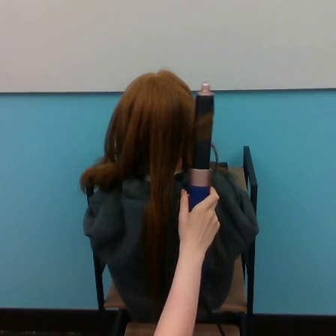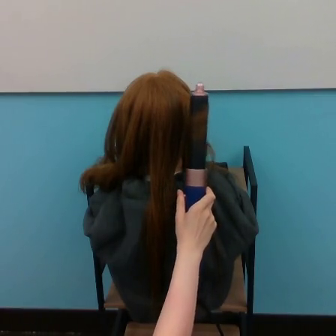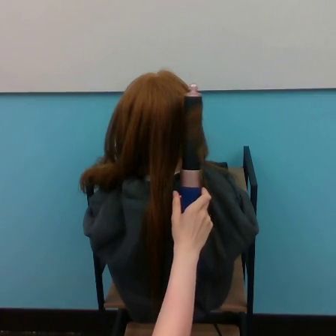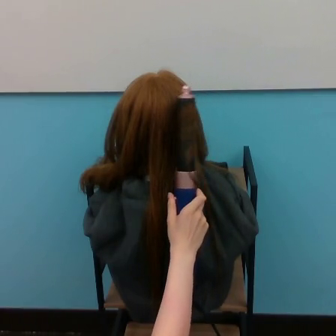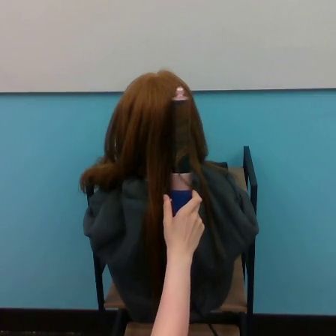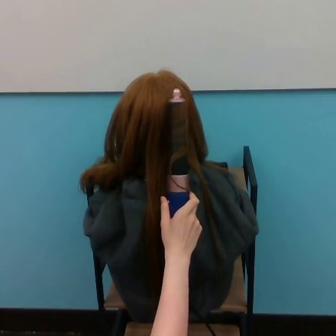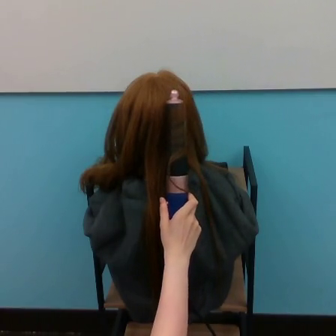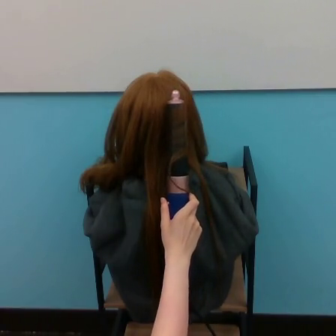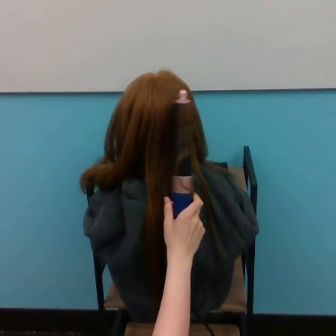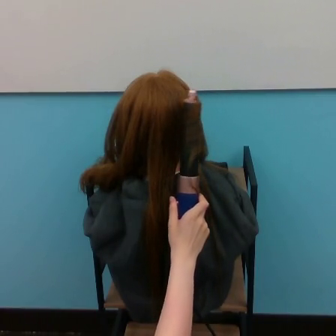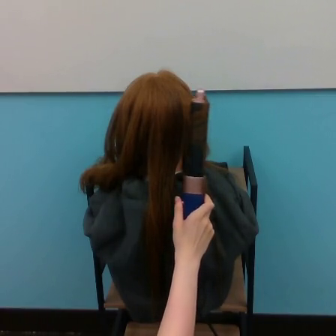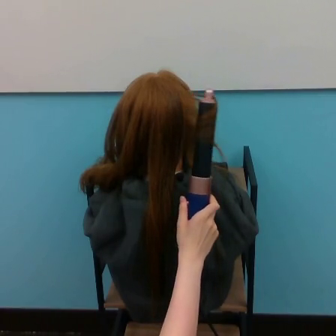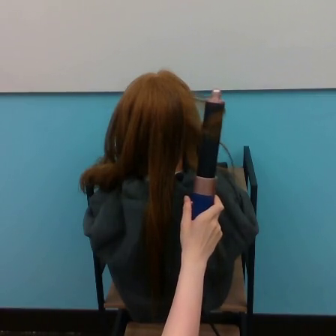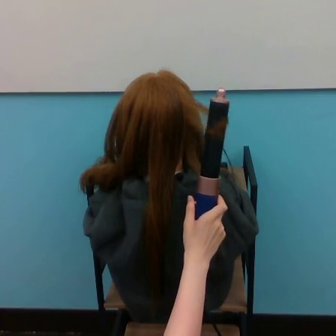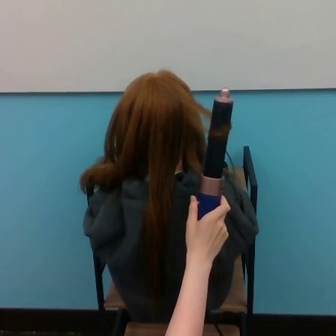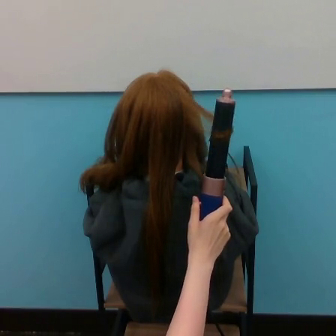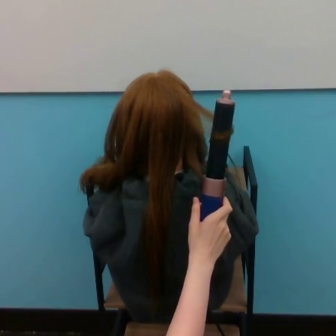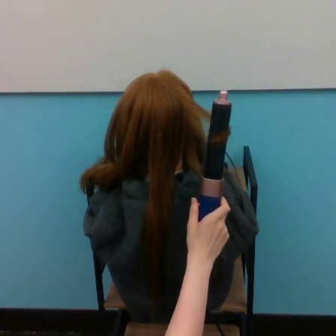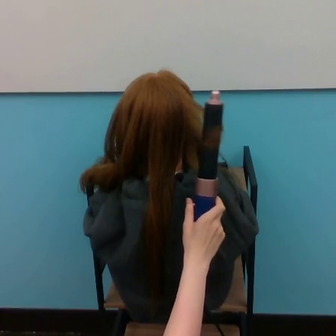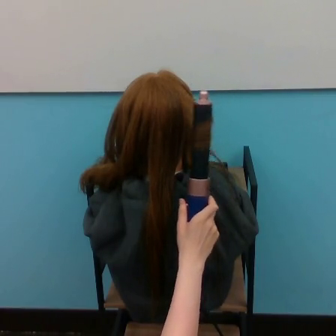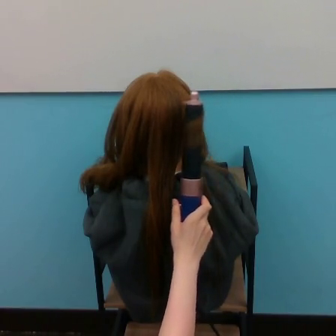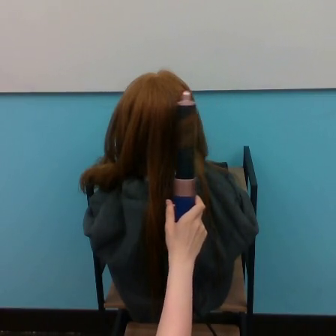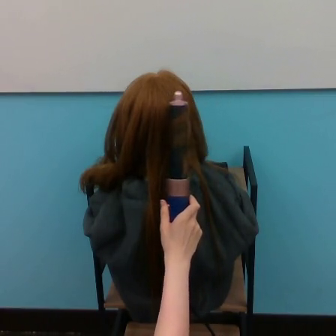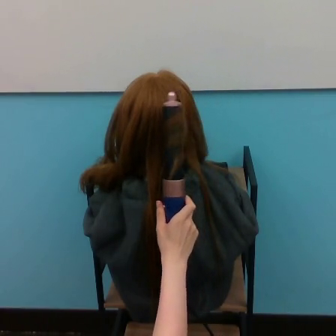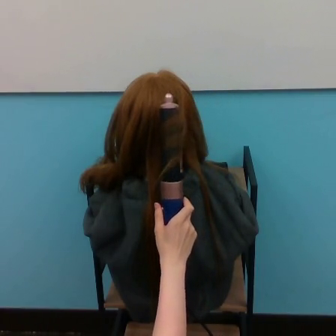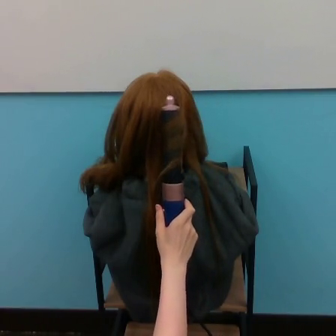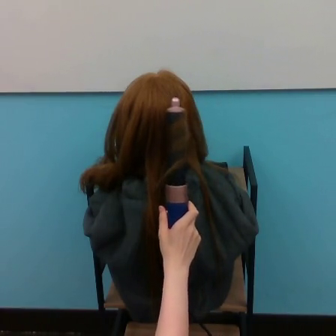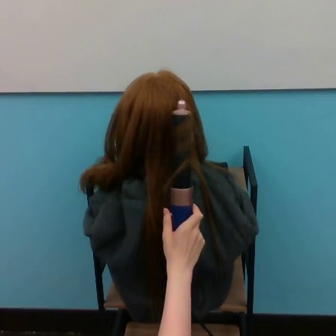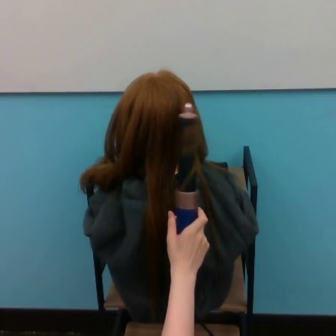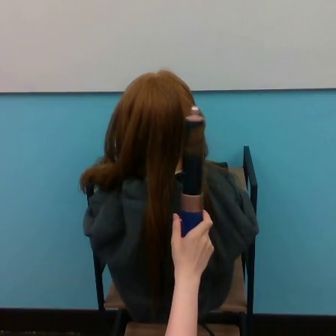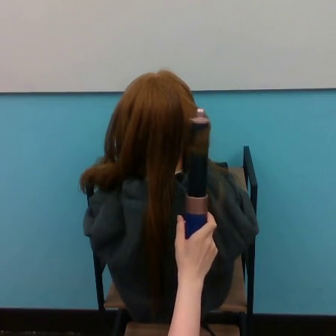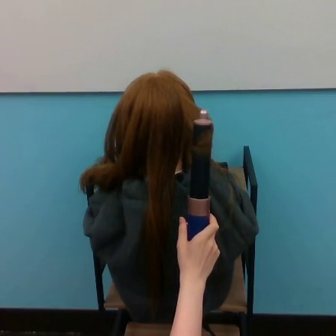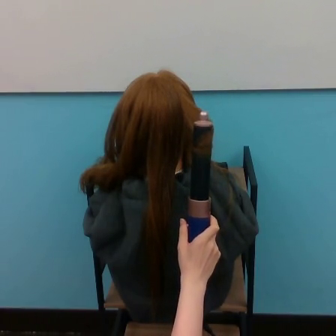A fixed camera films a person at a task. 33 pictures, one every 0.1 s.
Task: curl hair.
0.0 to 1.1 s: The hand goes to the left, then to the right.
1.1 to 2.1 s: The hand moves only a little.
2.1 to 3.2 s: The hand goes downward, on a counterclockwise arc.
